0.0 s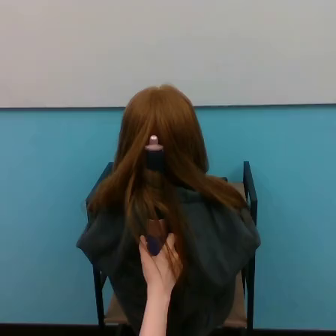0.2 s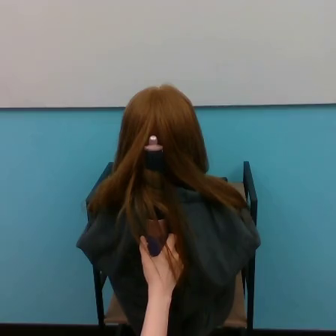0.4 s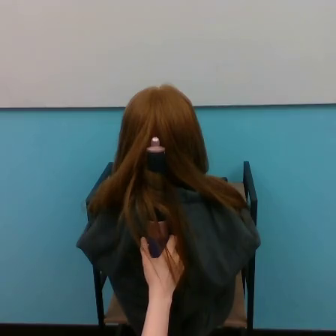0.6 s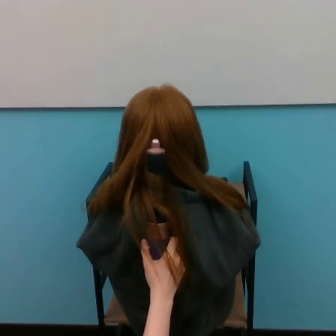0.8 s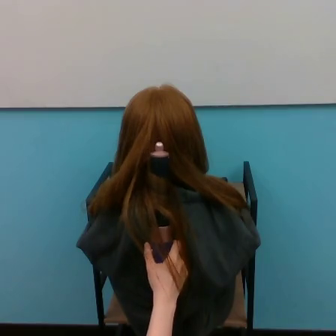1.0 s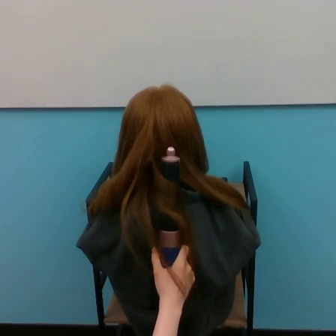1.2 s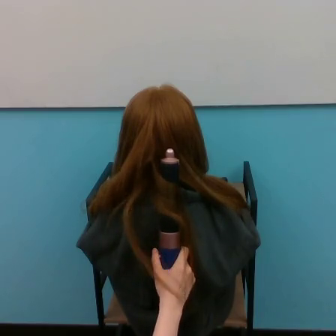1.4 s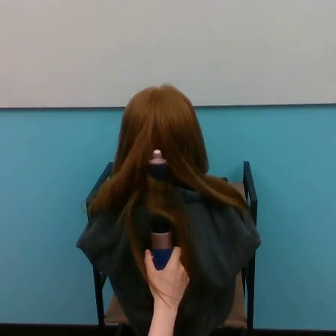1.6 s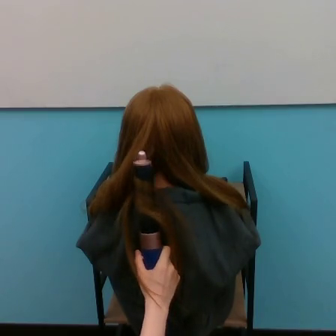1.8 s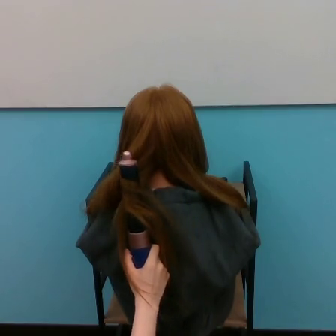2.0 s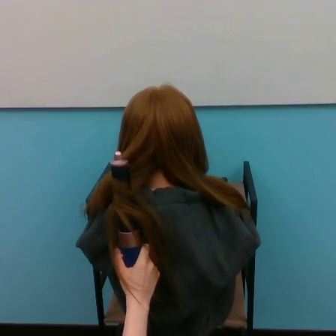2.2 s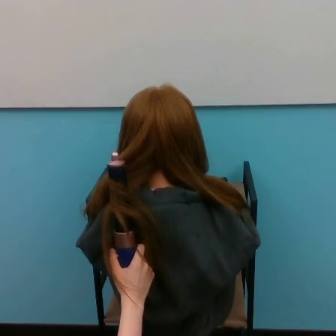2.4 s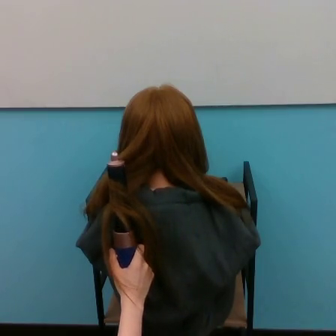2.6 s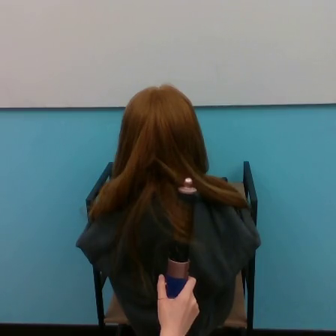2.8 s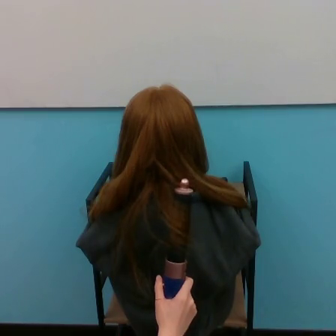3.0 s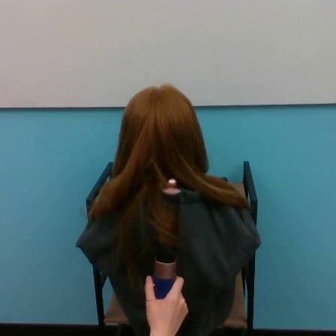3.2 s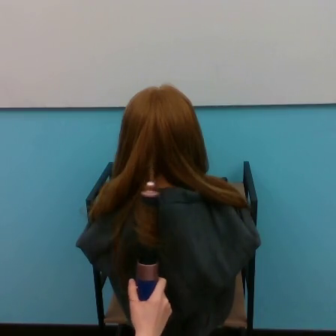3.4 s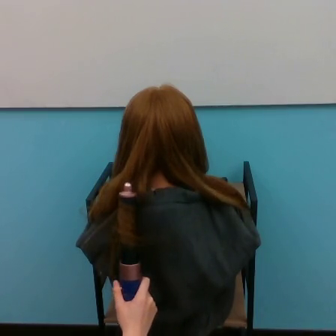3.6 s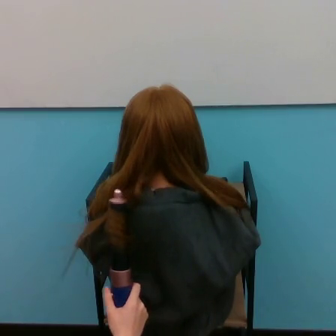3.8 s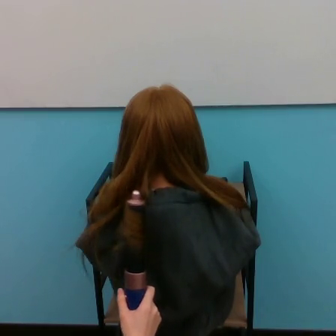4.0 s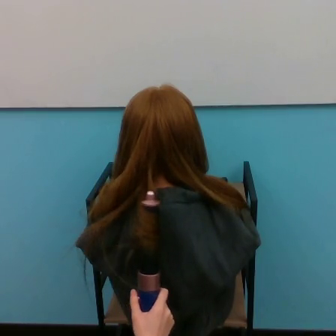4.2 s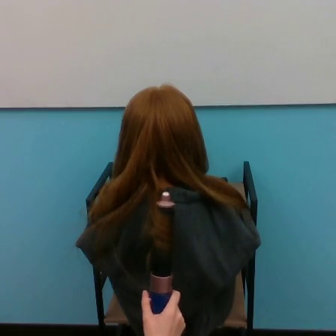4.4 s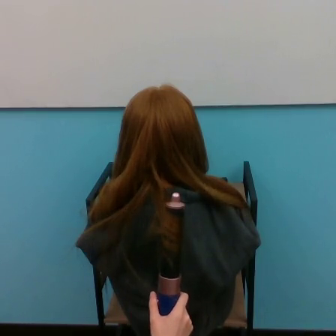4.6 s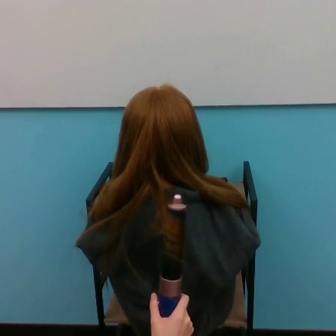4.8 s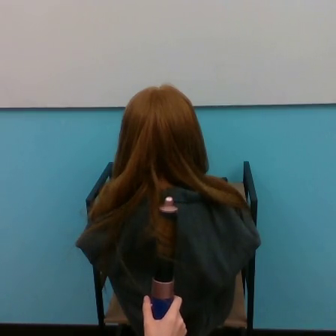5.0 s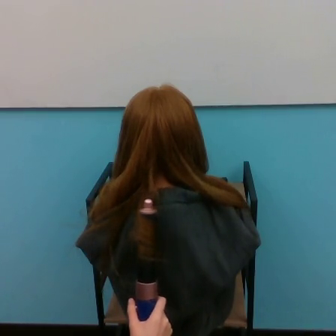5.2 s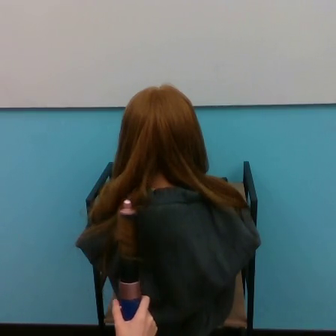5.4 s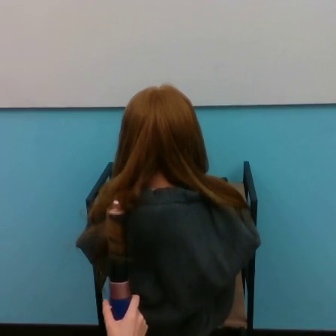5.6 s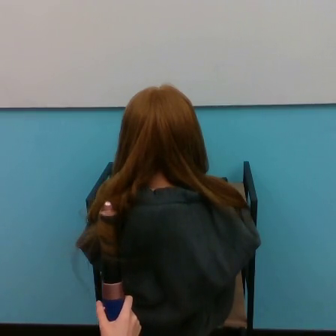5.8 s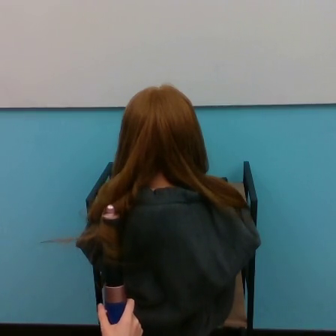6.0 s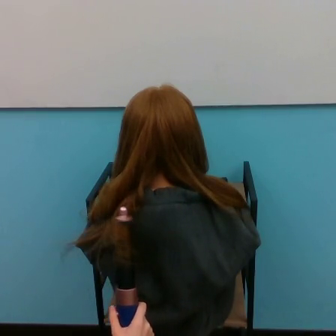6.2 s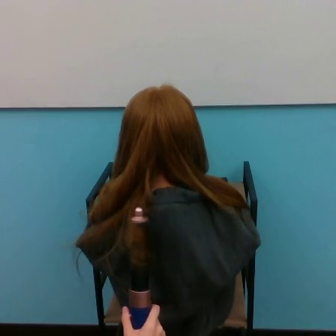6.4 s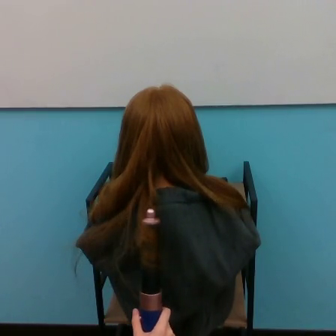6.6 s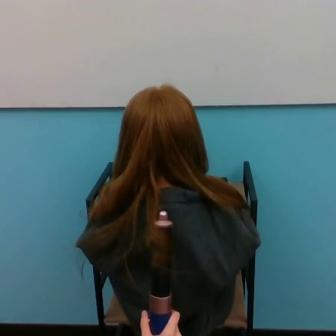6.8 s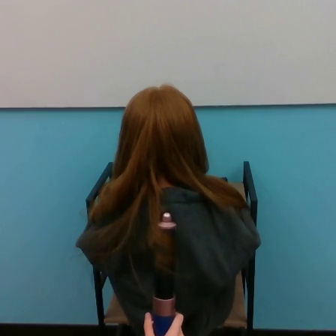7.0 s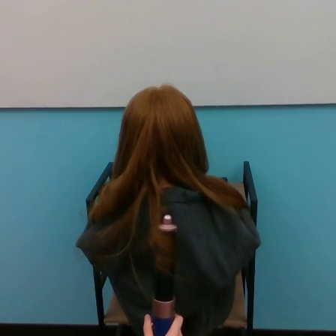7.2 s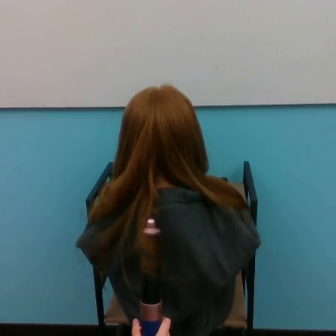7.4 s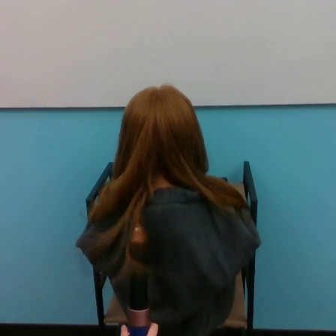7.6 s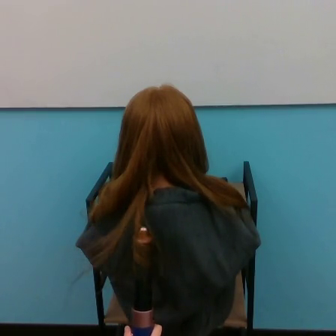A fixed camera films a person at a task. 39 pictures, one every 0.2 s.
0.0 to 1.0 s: The hand goes to the right.
1.0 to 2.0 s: The hand goes to the left.
2.0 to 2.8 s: The hand goes to the right and downward.
2.8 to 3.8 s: The hand goes to the left, on a counterclockwise arc.
3.8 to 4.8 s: The hand goes to the right and downward.
4.8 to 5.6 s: The hand goes to the left.
5.6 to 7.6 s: The hand stays where it is.
Task: curl hair.
Motion: move downward, making horizontal oscillations to the left and to the right.
